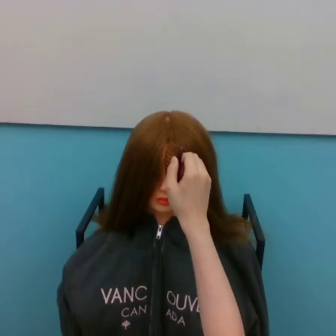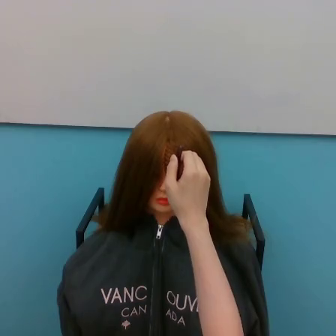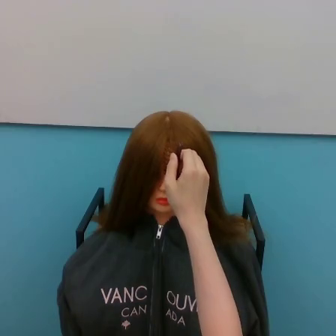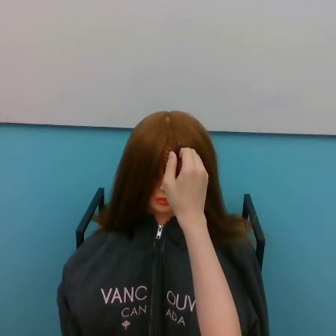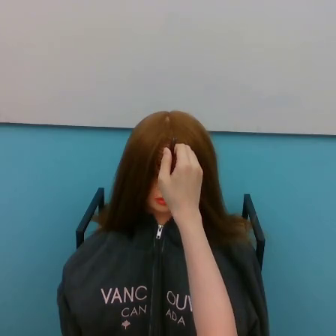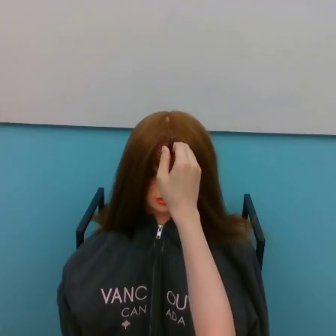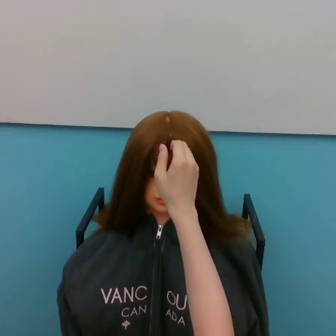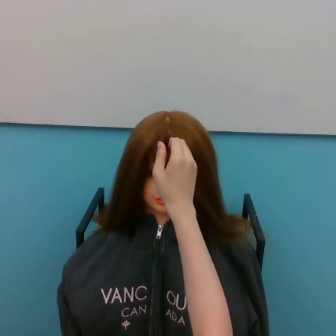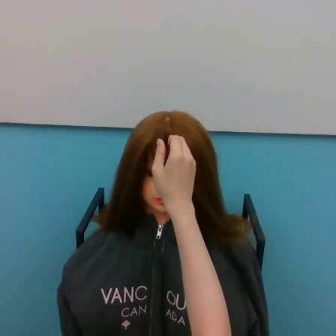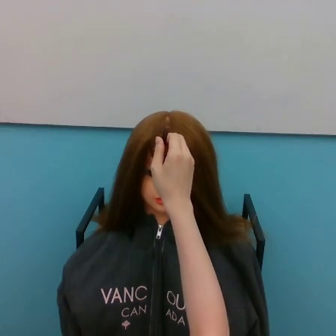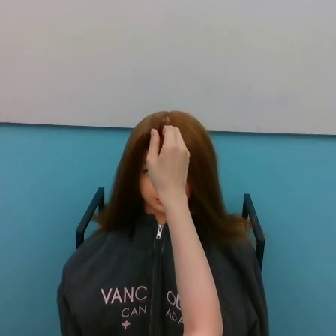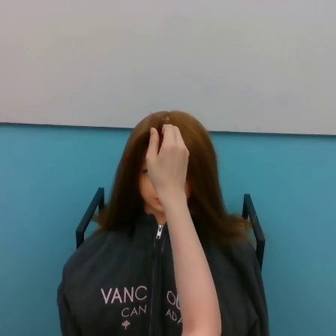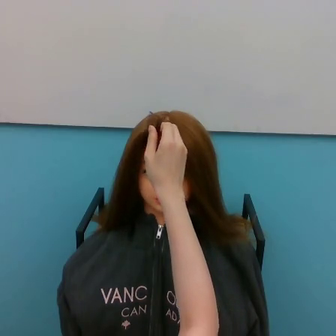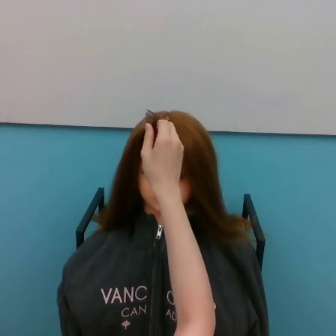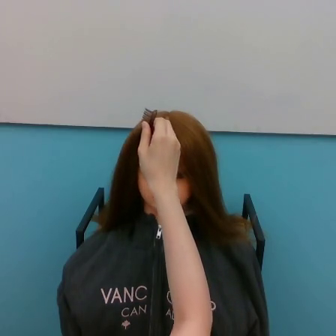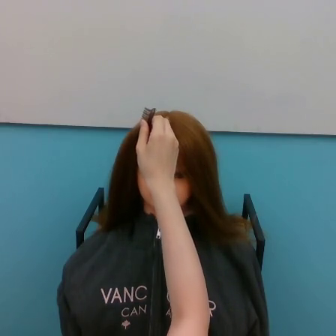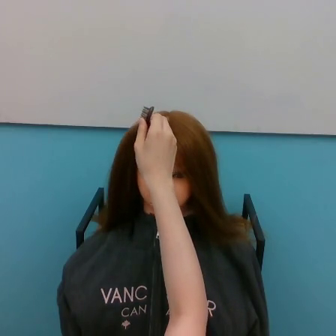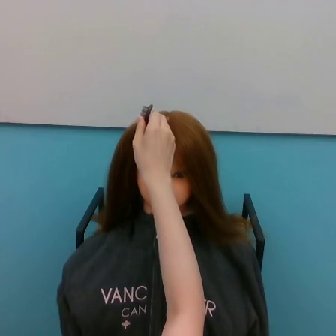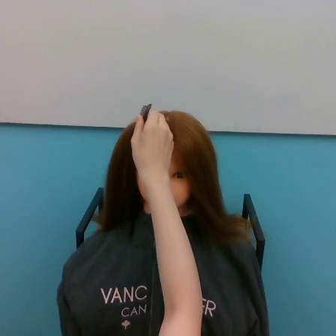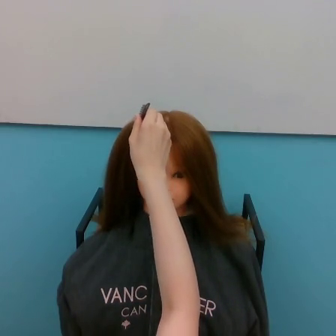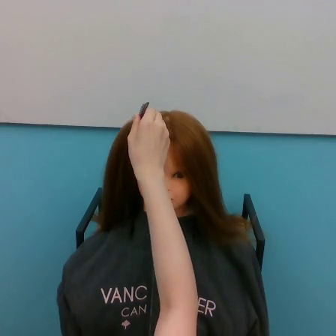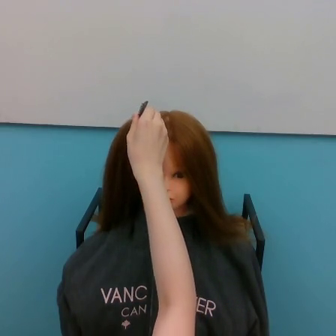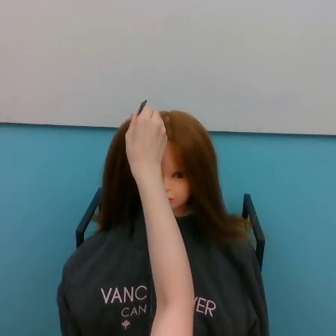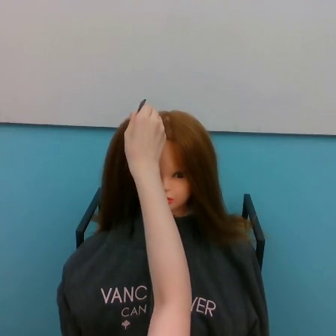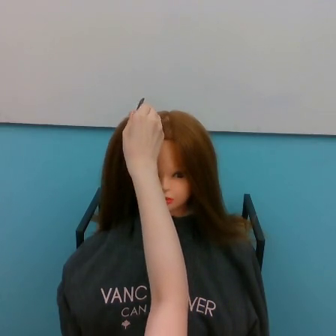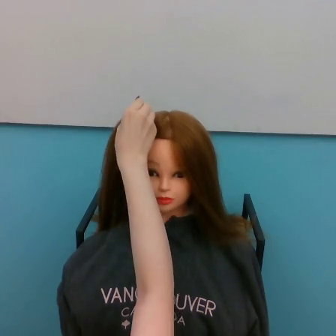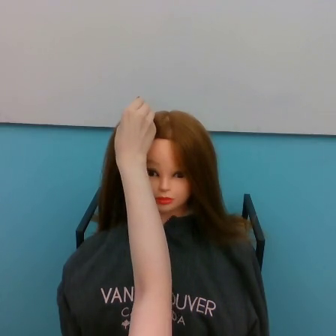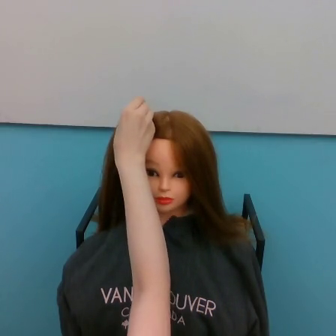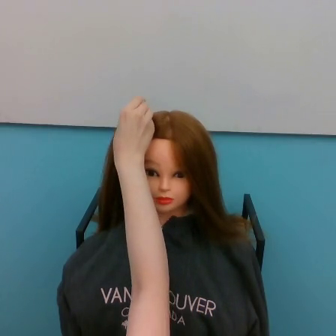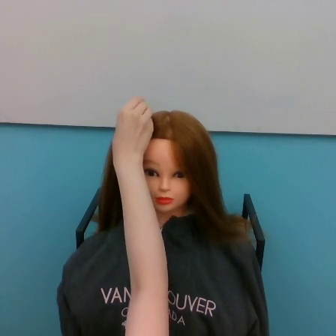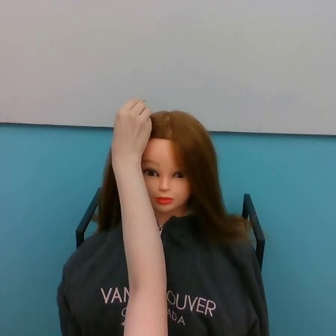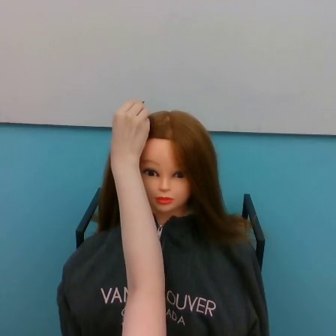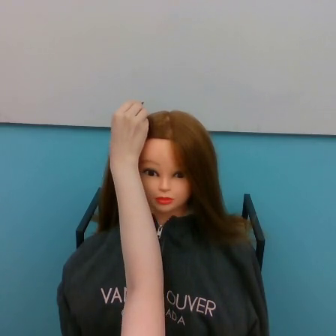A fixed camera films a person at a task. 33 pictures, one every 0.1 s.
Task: tidy hair.
0.0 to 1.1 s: The hand goes upward and to the left.
1.1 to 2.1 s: The hand goes to the left and upward.
2.1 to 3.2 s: The hand goes to the left.
